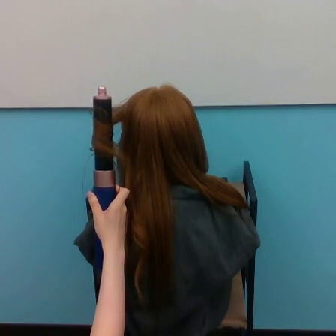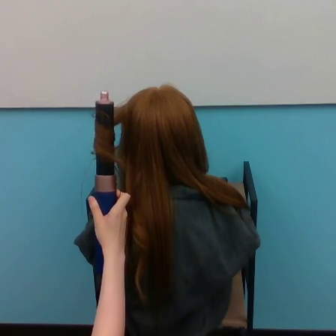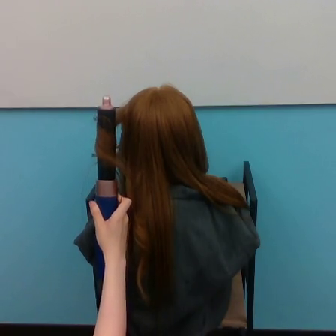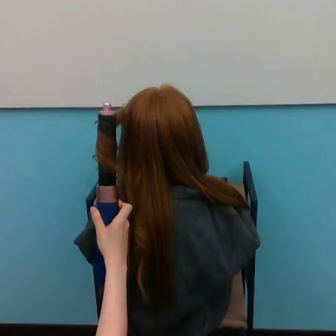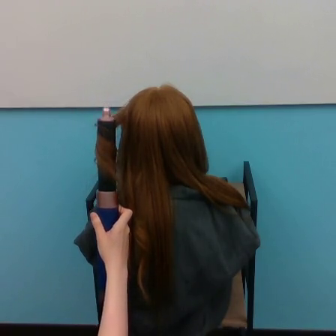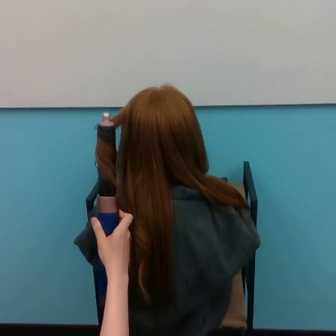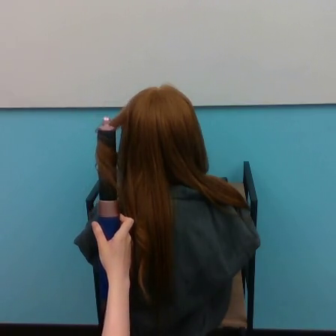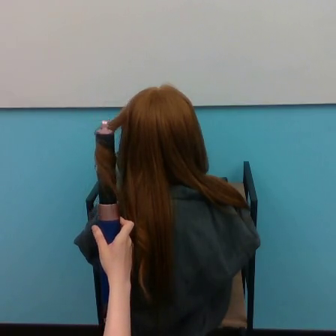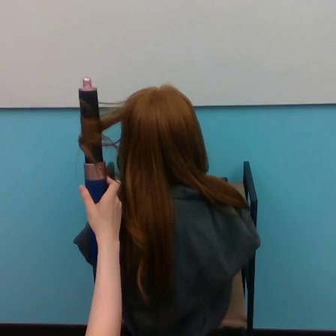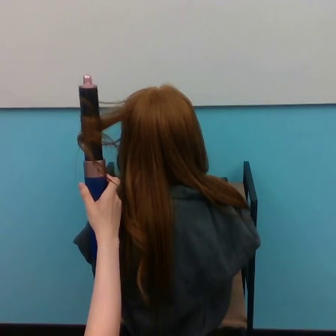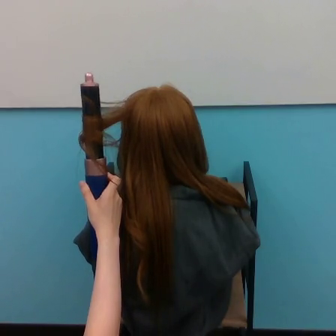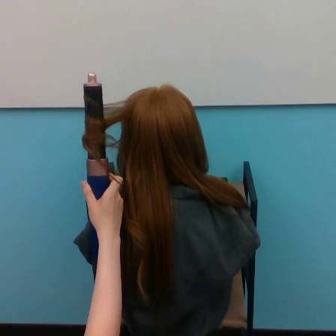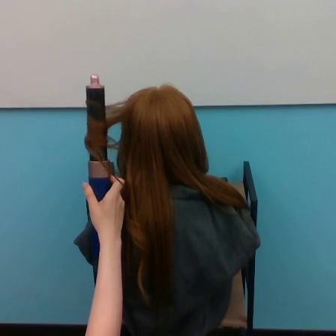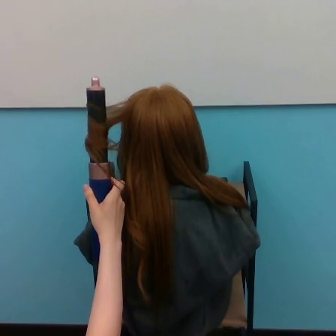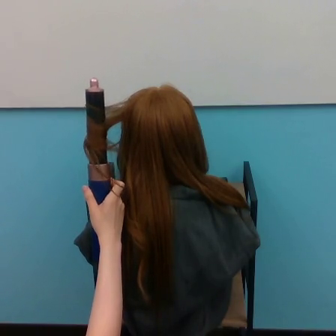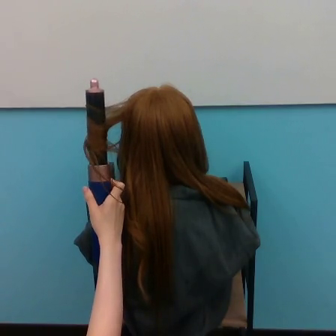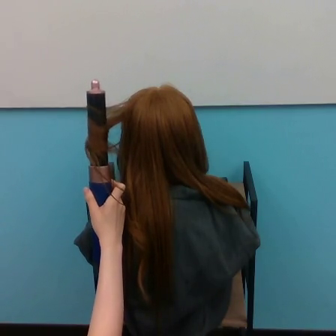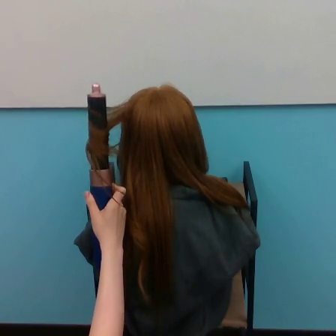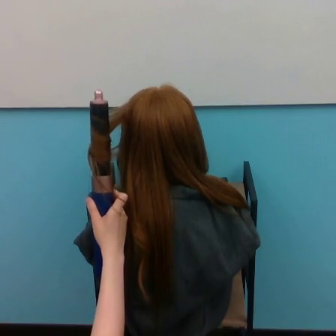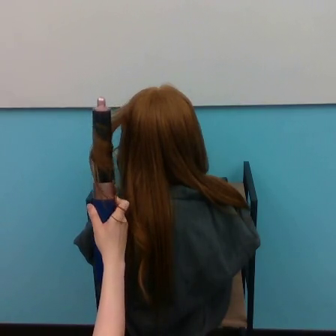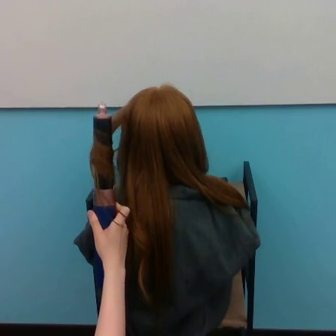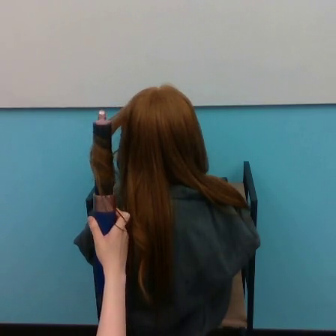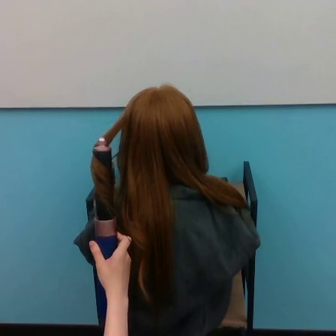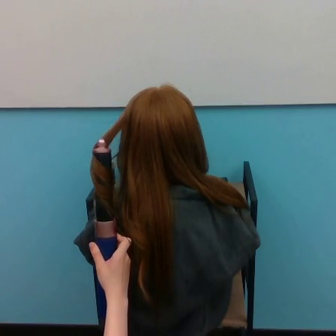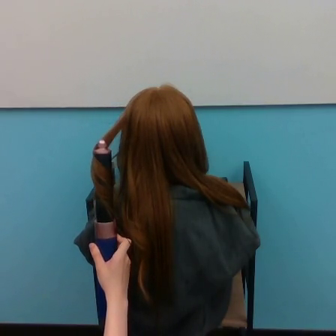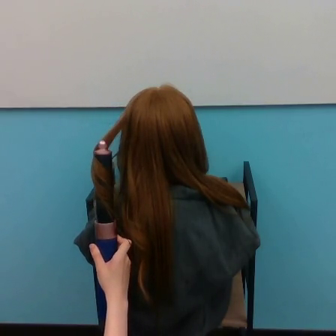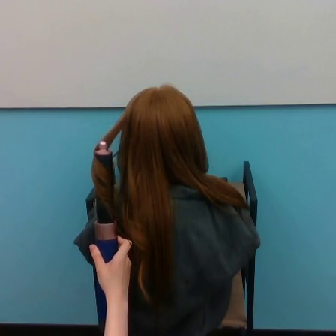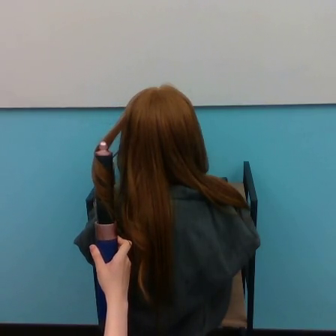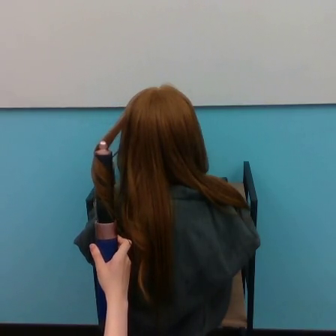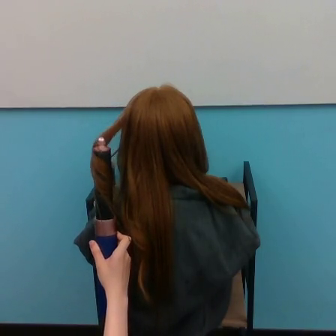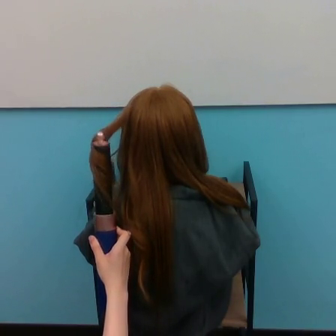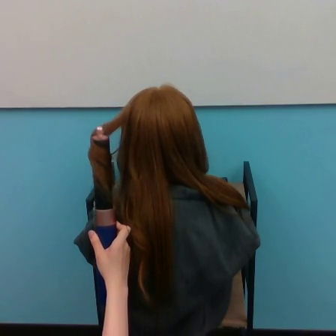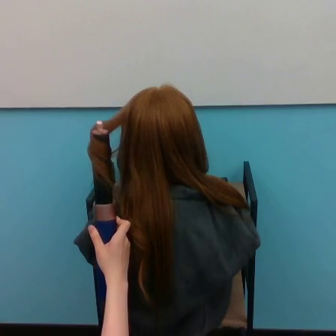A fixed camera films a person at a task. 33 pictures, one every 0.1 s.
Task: curl hair.
0.0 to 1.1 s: The hand goes downward, then upward.
1.1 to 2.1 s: The hand goes downward.
2.1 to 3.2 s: The hand goes downward, then upward.
